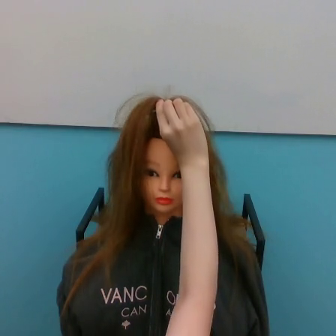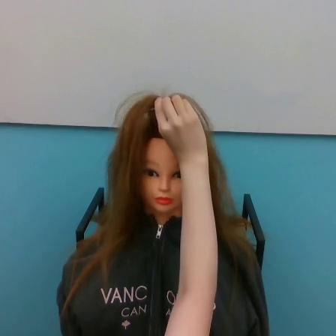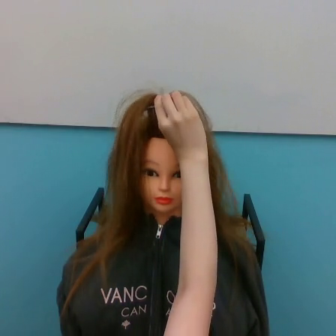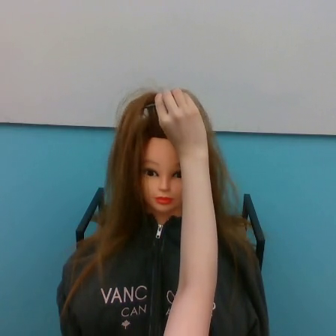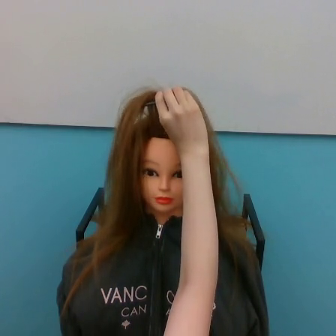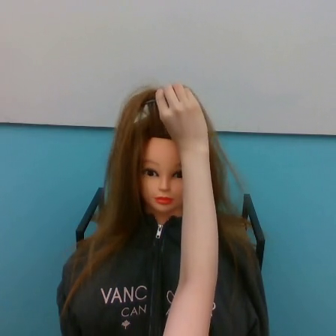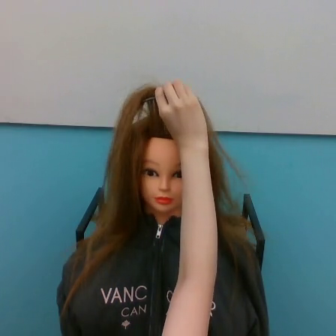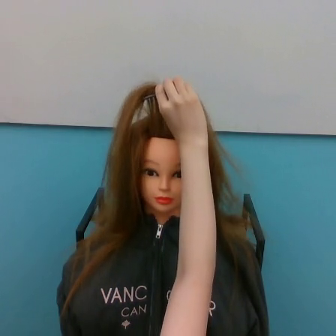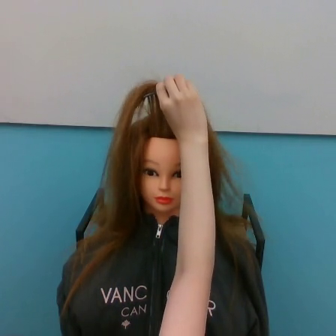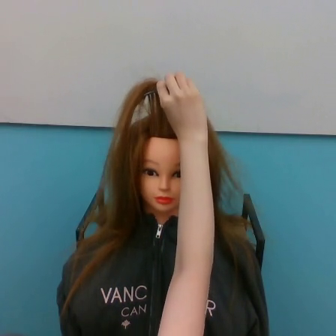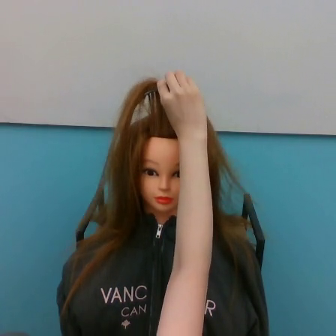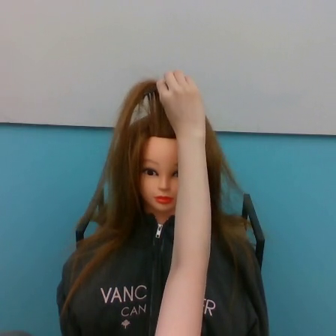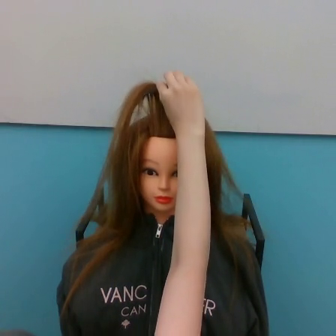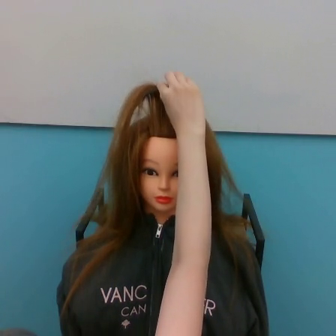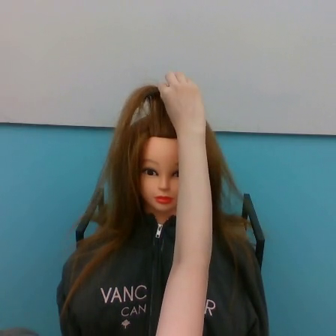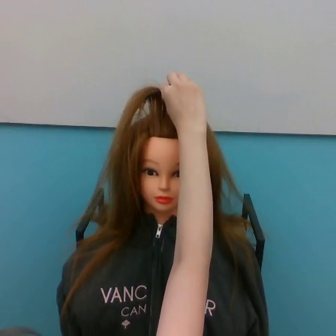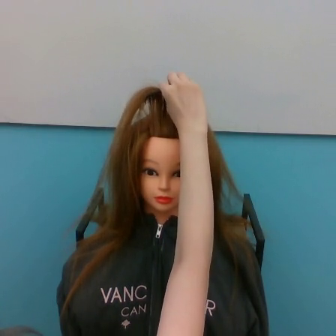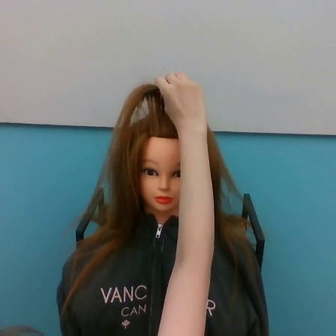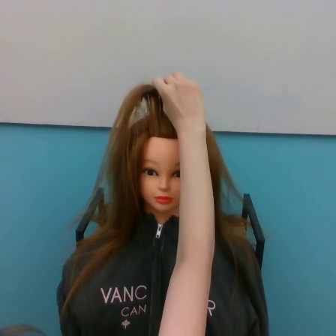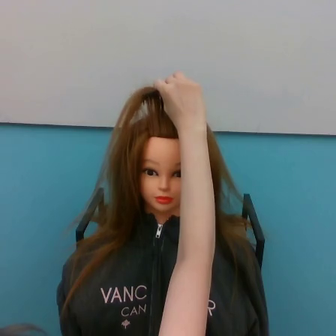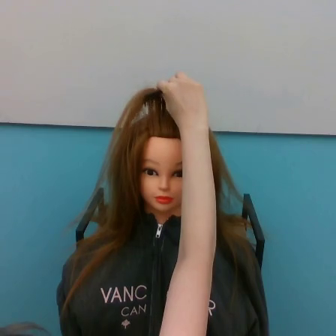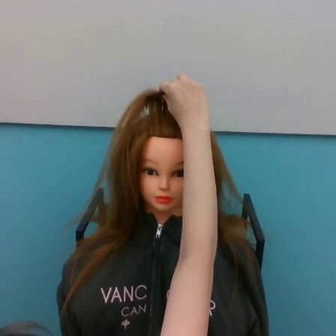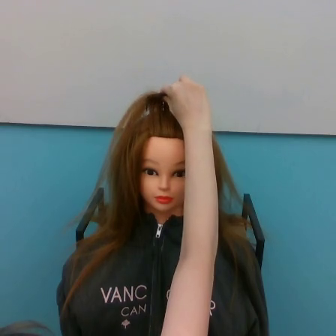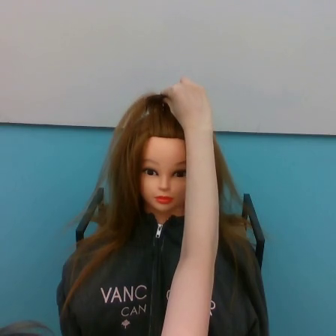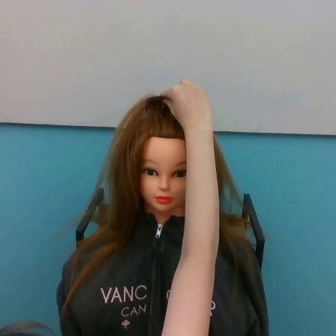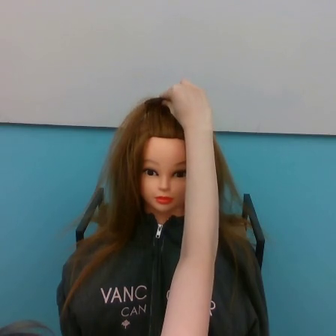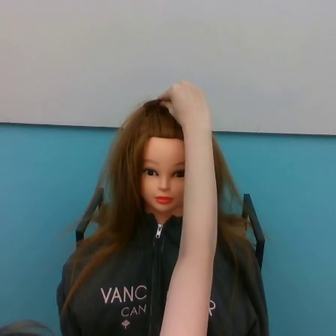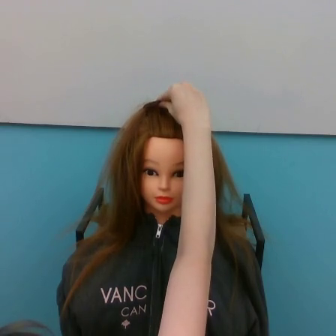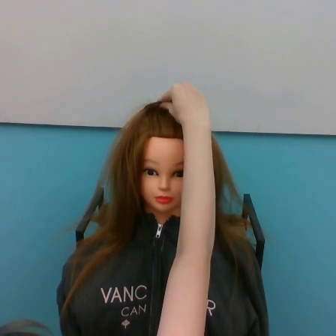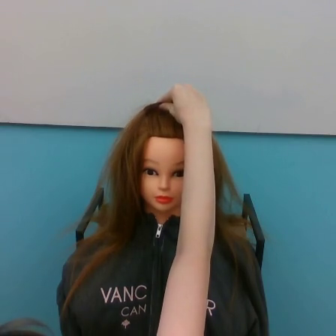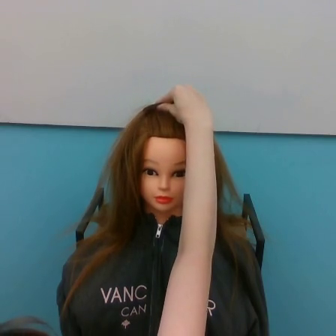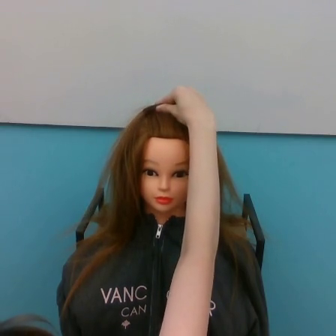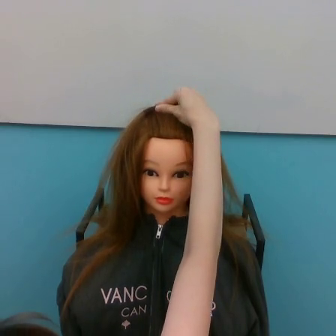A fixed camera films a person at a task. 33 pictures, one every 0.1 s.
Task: brush hair.
0.0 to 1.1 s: The hand goes upward.
1.1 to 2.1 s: The hand moves only a little.
2.1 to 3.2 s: The hand goes downward.
